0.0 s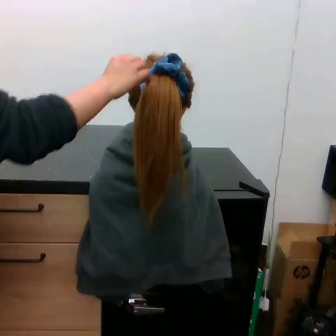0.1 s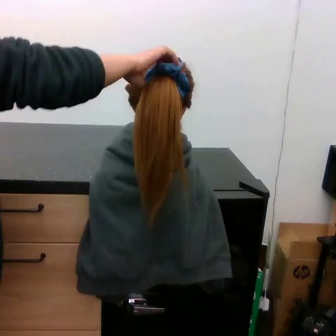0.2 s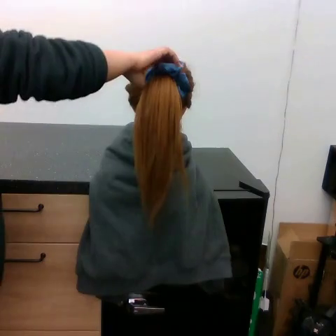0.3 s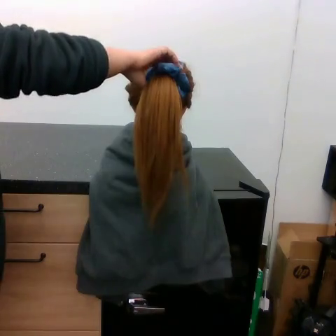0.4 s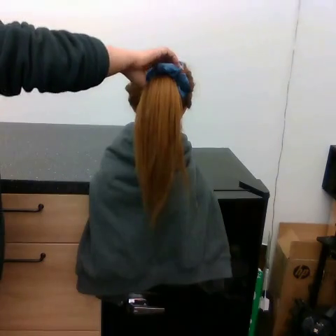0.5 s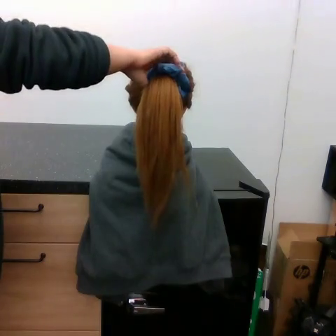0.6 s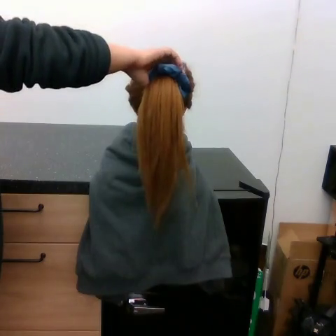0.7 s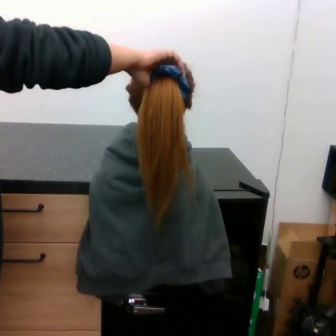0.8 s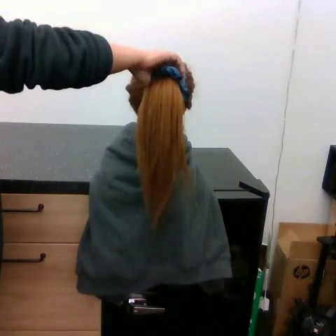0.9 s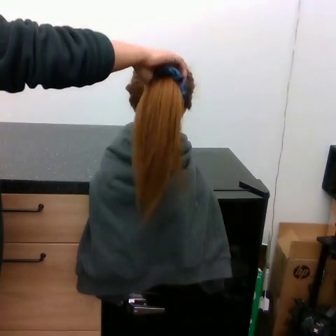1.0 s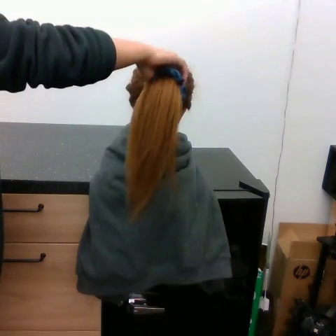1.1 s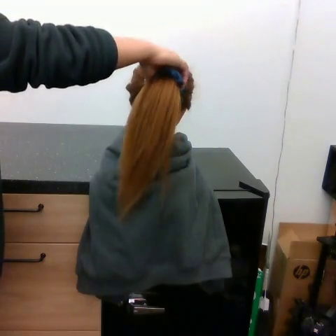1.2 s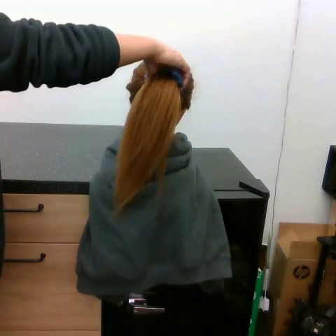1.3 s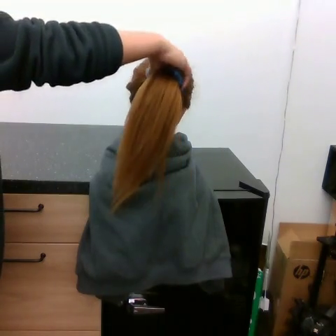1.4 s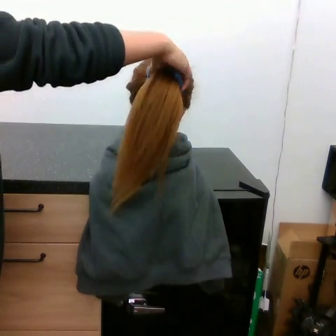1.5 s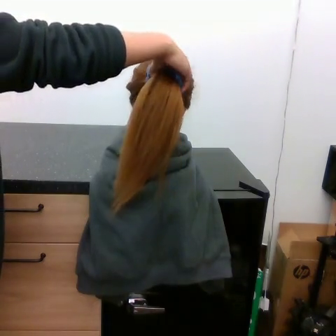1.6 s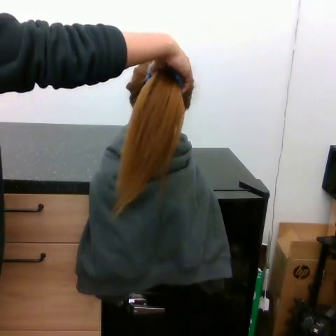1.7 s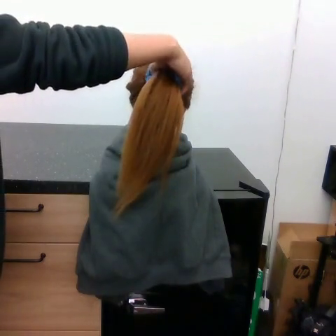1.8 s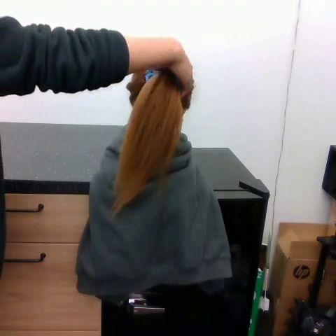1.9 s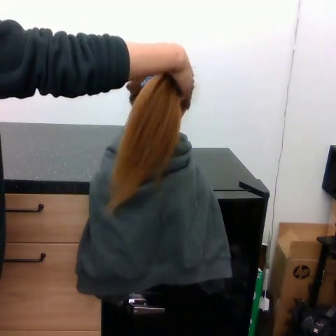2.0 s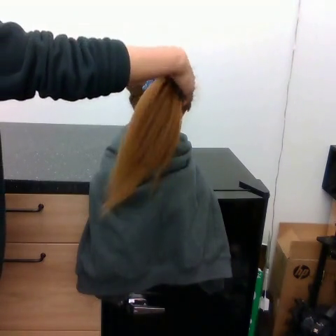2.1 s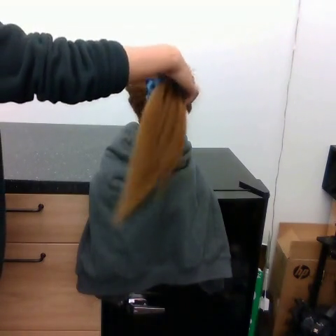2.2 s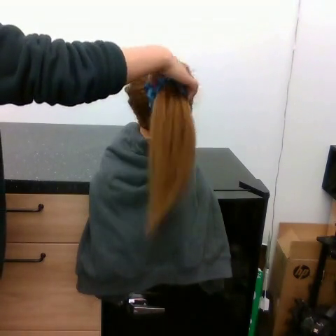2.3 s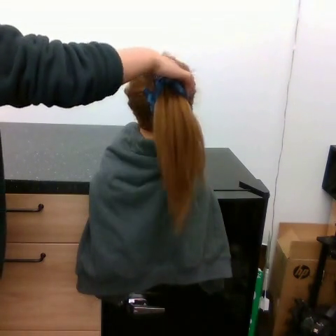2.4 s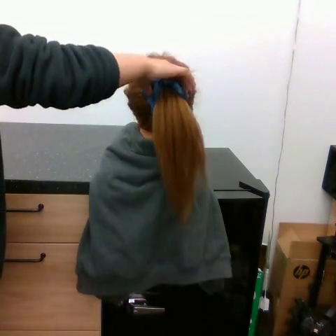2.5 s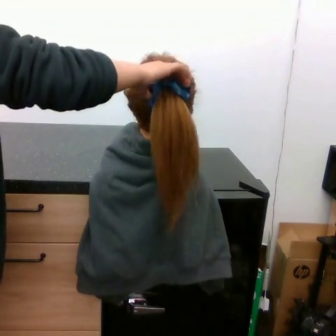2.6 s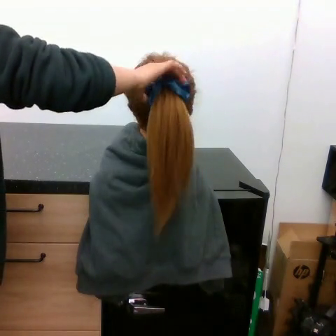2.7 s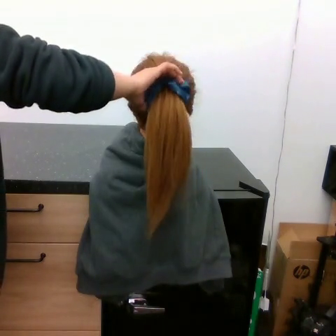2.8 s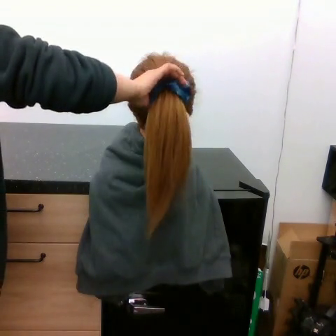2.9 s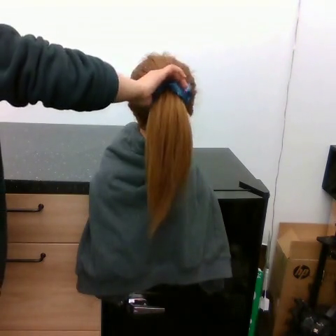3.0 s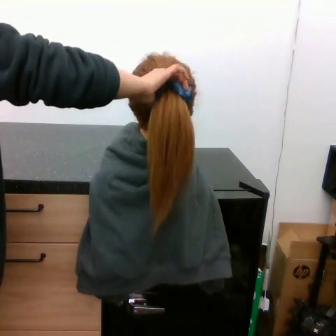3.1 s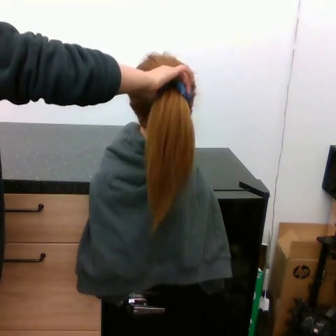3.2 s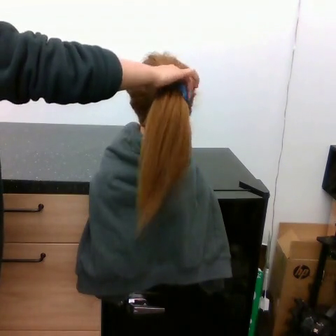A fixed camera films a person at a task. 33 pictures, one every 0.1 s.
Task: remove hair tie.
0.0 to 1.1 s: The hand goes to the right.
1.1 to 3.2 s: The hand moves only a little.
